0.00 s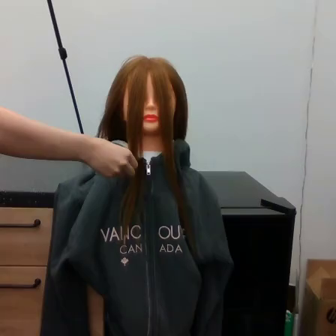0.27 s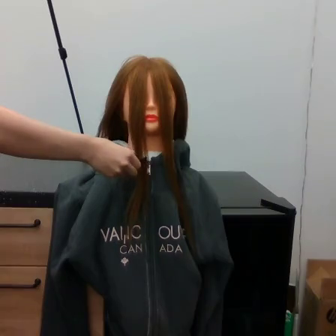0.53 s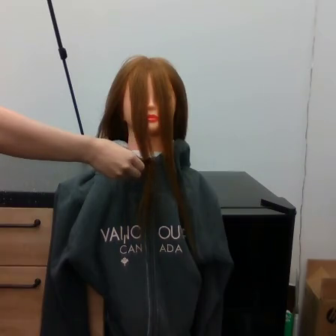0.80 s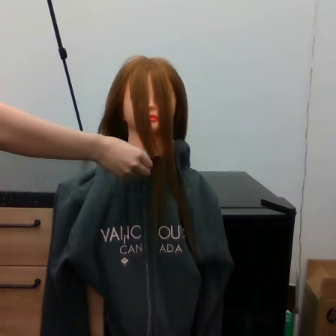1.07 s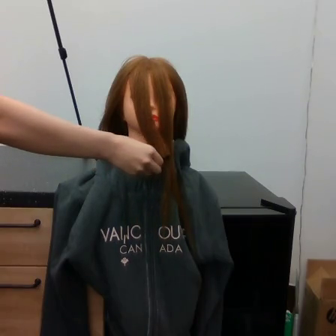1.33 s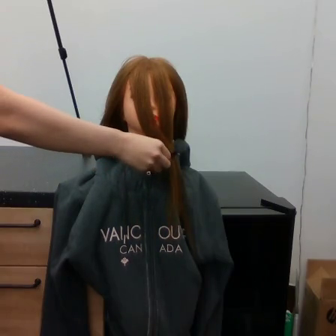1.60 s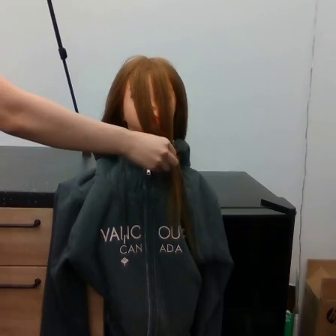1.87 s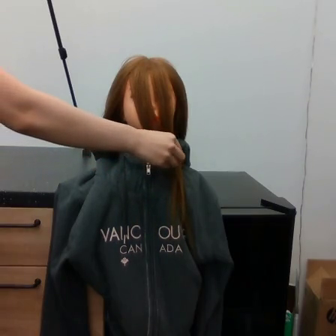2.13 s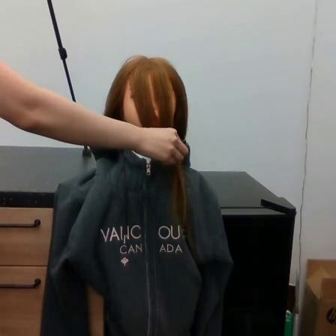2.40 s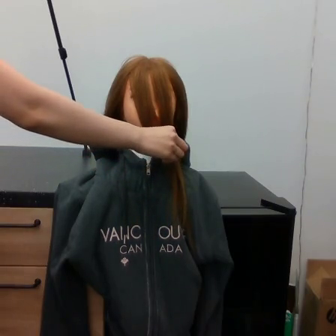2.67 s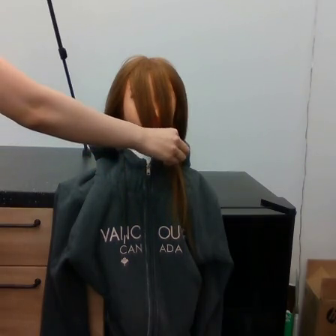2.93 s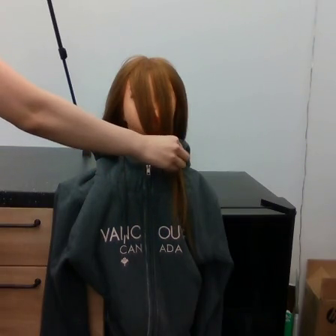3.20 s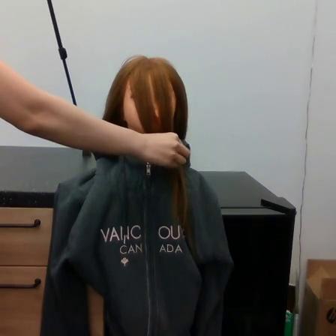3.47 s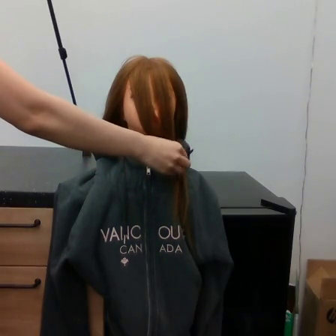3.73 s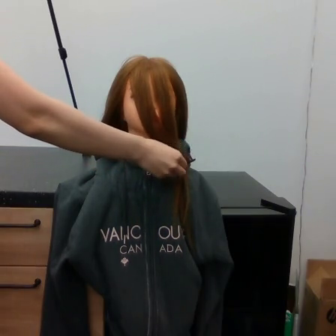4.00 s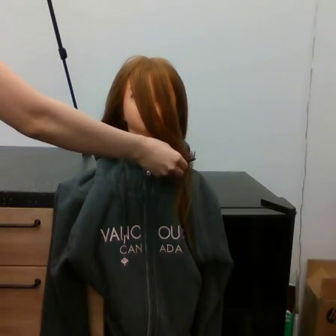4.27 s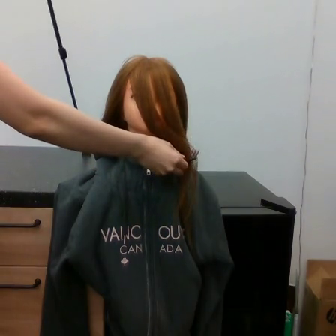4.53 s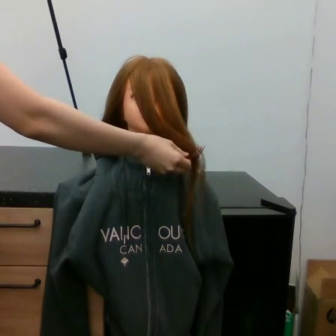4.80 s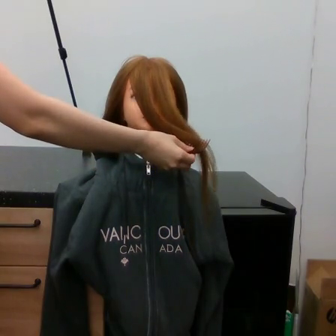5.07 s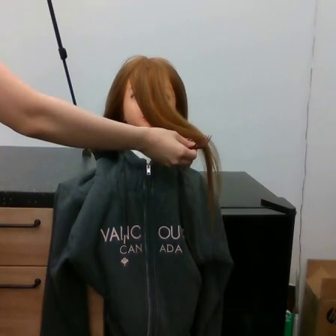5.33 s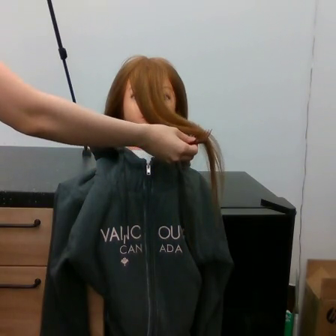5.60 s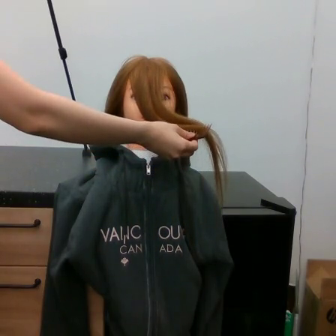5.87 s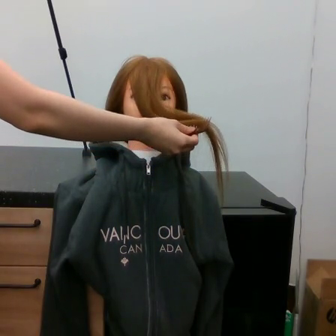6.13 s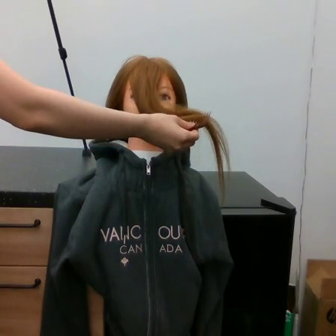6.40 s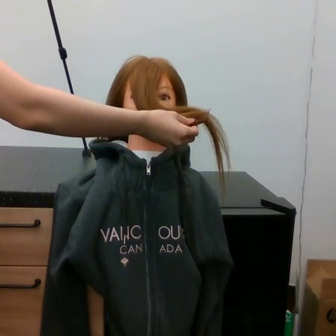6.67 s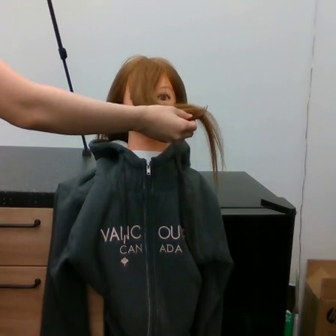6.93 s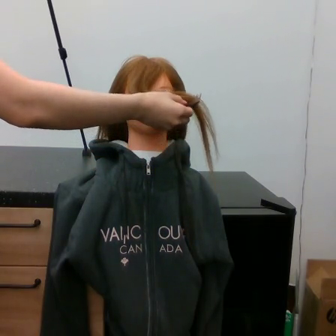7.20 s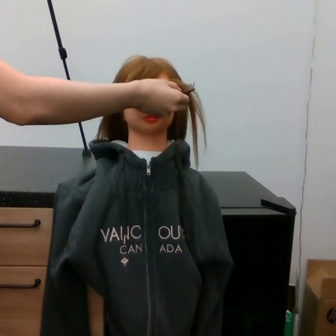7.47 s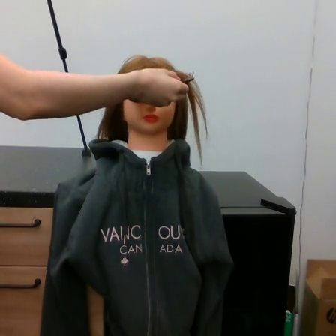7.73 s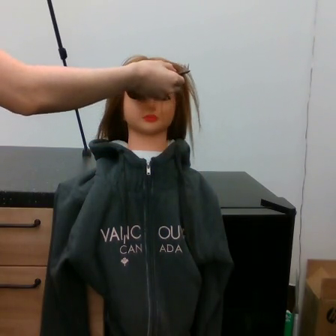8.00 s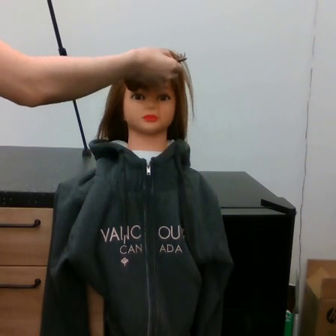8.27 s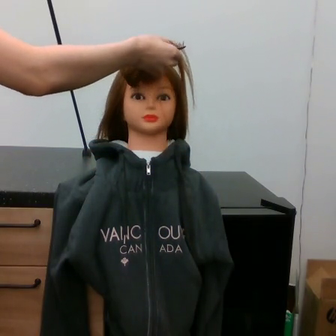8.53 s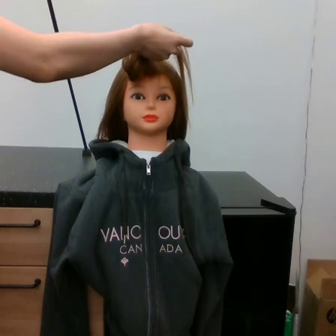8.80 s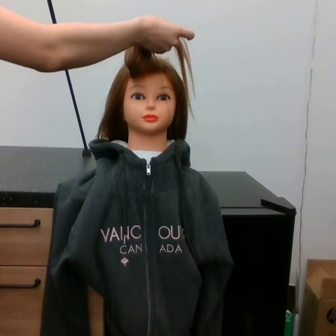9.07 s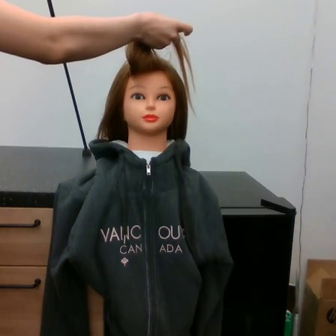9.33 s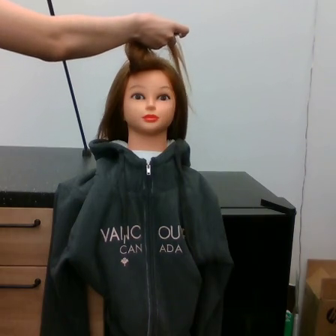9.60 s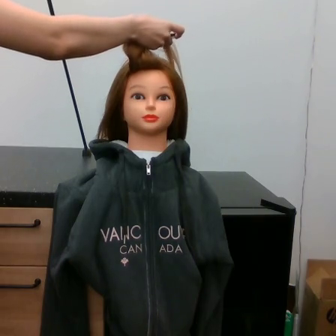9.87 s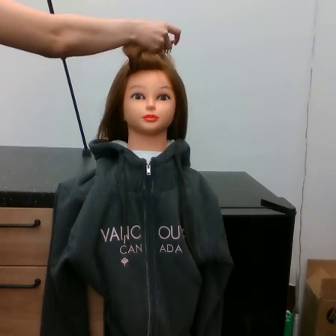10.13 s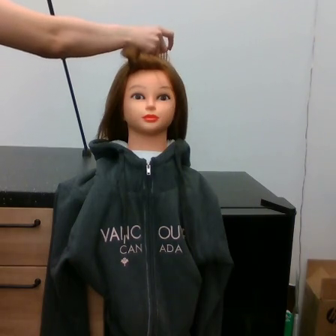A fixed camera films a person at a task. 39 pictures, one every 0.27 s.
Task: tidy front hair.
Motion: move to the right, move upward, then move downward and to the left shortly.
0.00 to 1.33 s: The hand goes to the right.
1.33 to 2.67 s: The hand goes to the right.
2.67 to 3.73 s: The hand goes downward.
3.73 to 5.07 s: The hand goes upward.
5.07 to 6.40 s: The hand goes upward.
6.40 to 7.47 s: The hand goes upward.
7.47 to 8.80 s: The hand goes upward.
8.80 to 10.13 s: The hand goes to the left.
